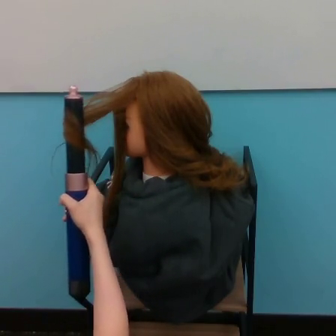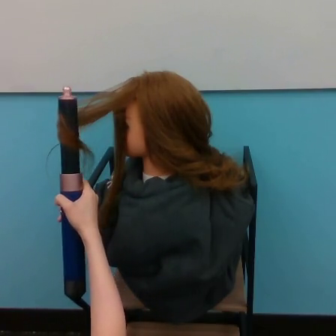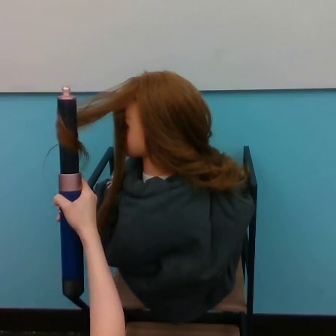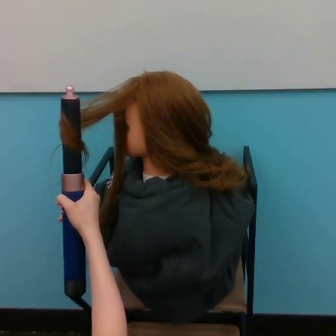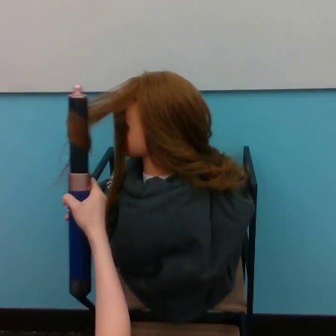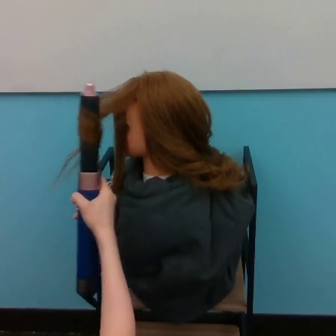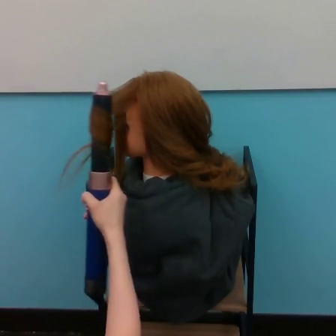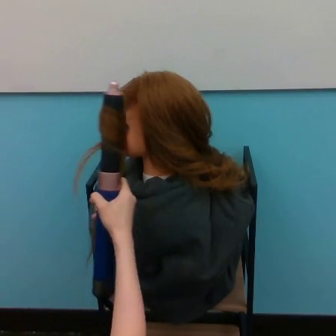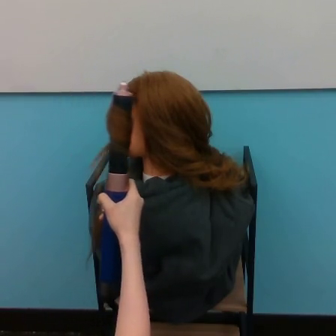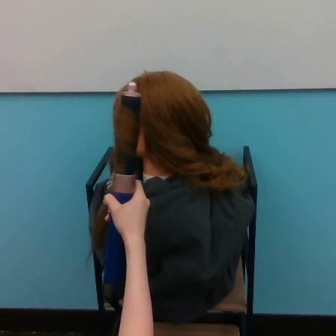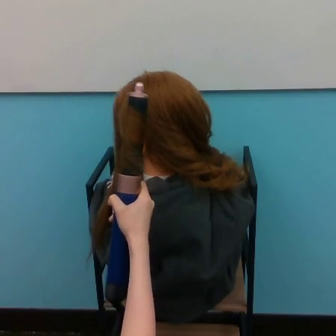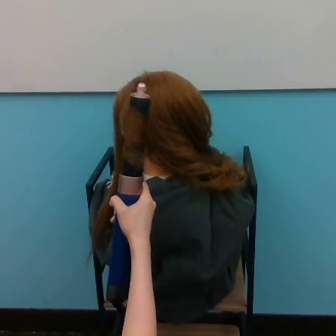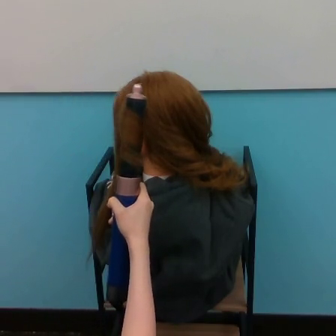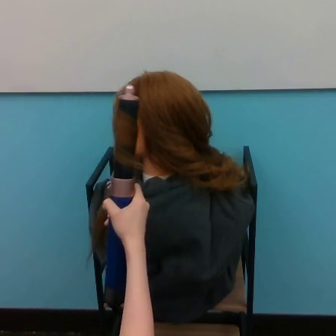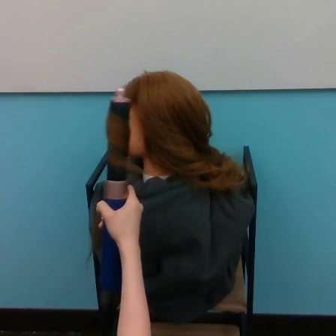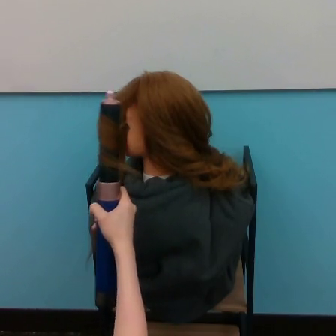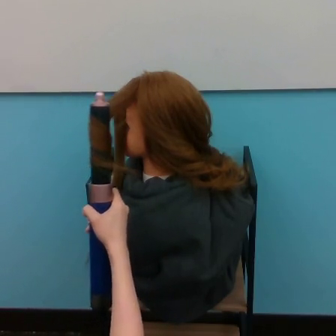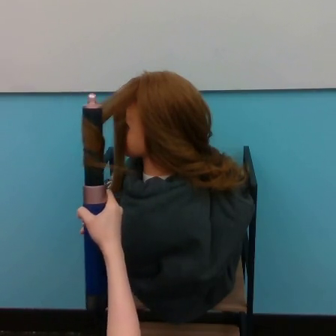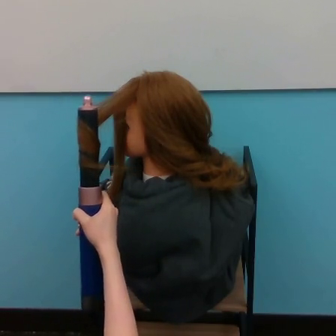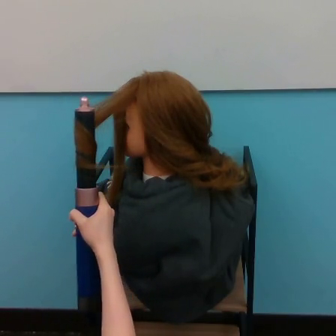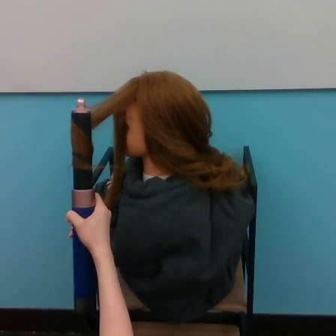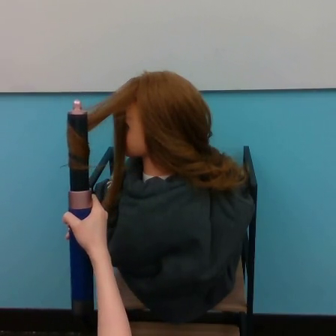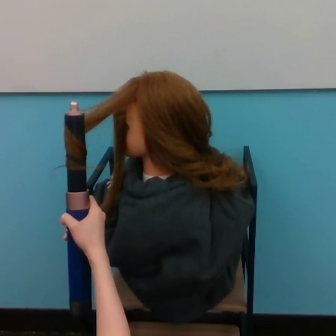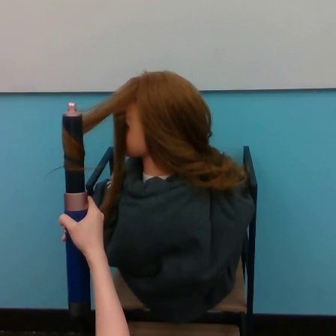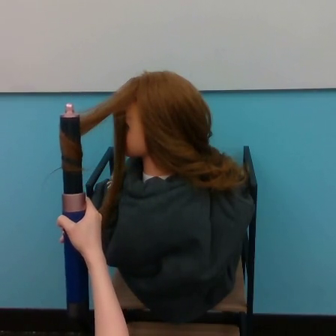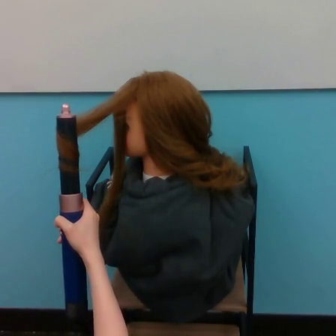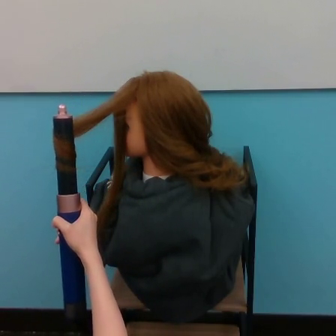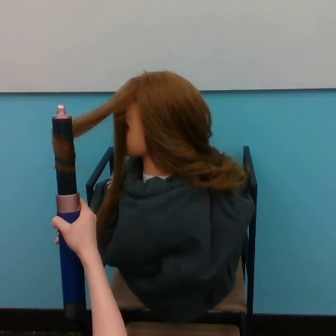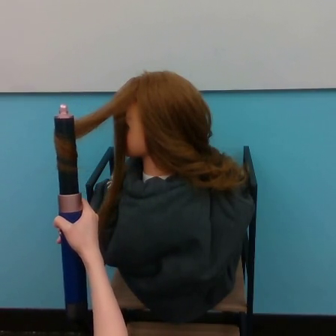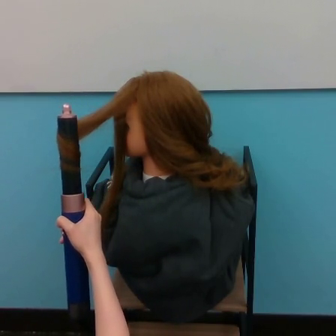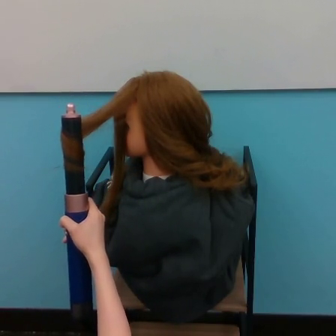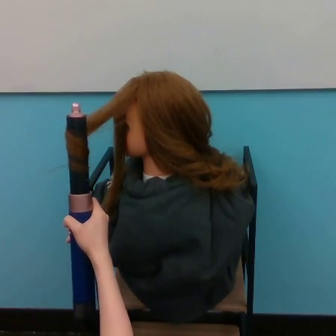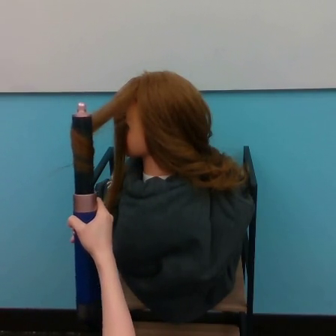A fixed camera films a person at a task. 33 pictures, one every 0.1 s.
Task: curl hair.
0.0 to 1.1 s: The hand goes to the right.
1.1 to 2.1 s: The hand goes to the left.
2.1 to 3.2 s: The hand moves only a little.
